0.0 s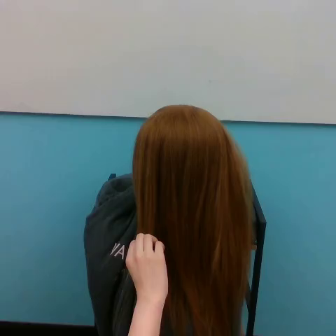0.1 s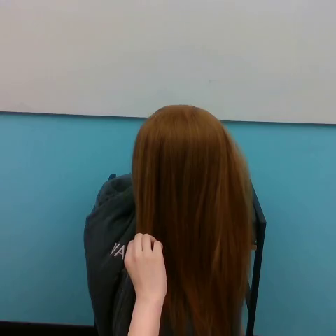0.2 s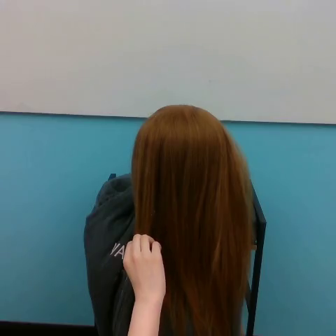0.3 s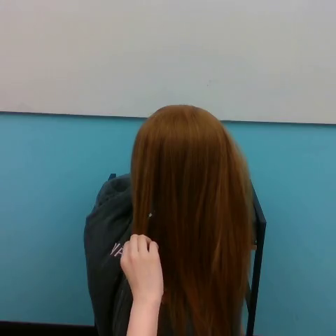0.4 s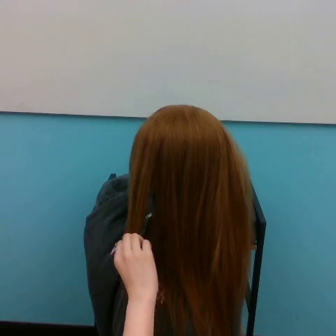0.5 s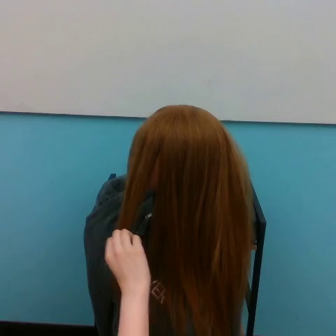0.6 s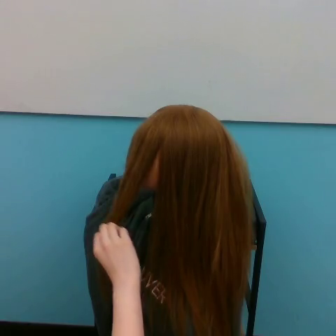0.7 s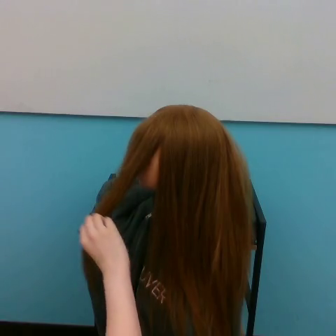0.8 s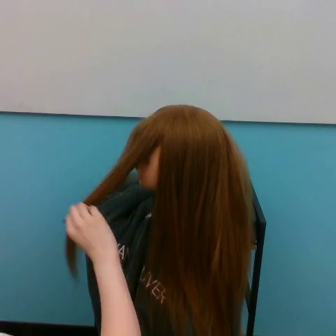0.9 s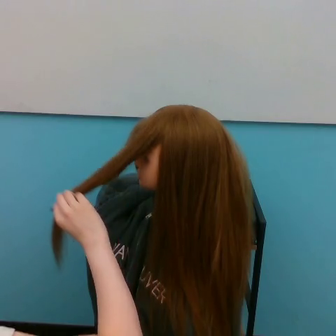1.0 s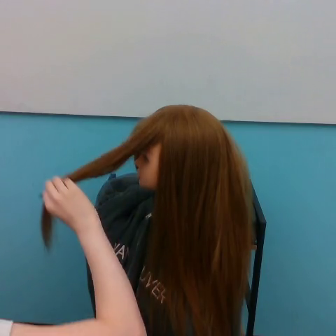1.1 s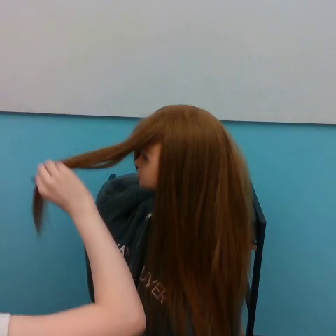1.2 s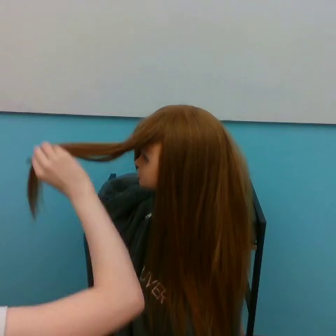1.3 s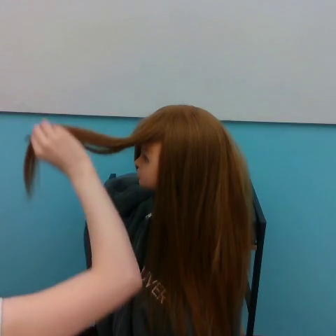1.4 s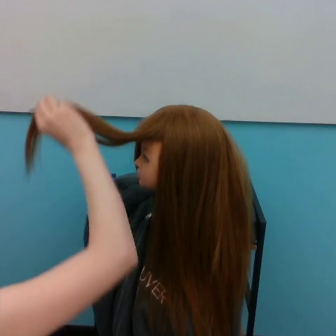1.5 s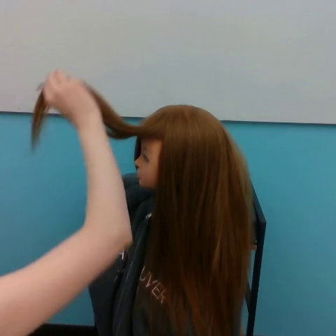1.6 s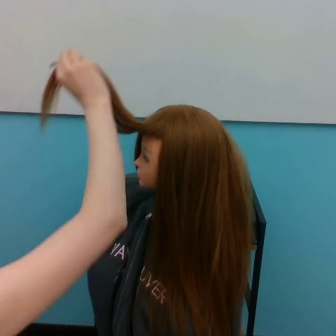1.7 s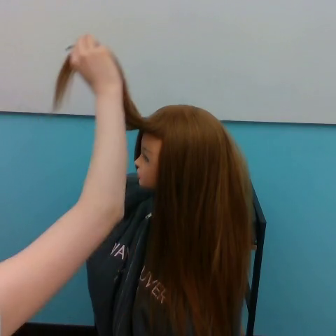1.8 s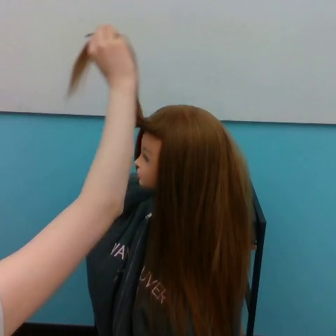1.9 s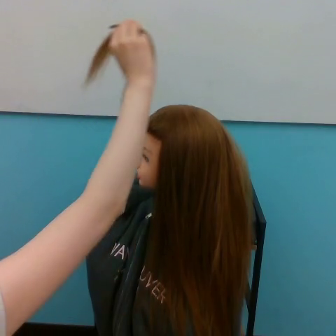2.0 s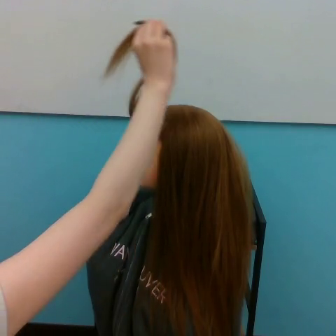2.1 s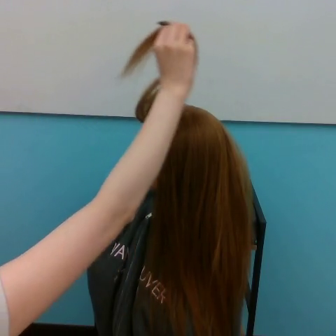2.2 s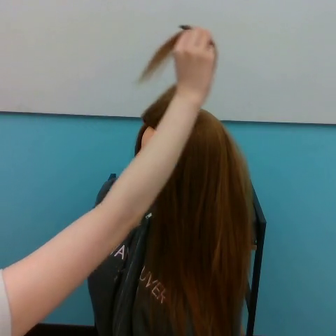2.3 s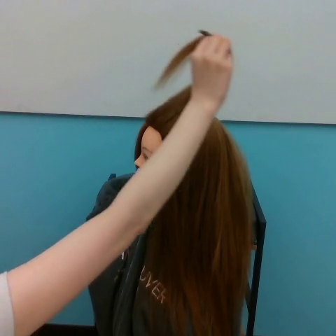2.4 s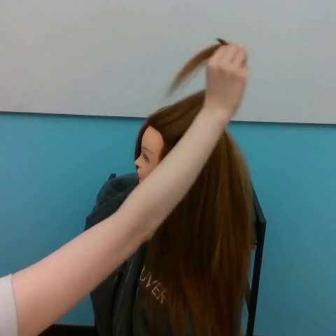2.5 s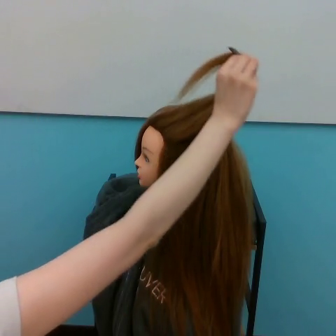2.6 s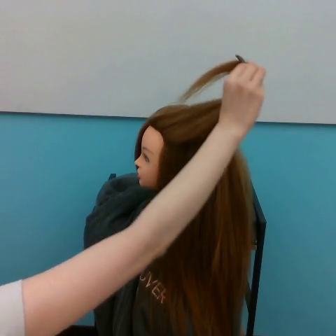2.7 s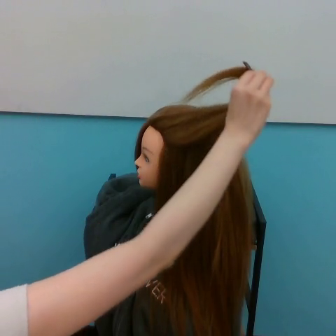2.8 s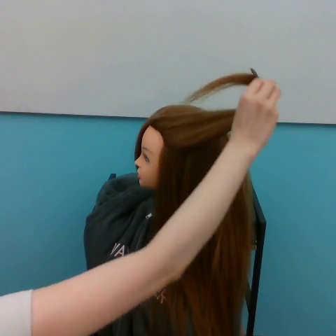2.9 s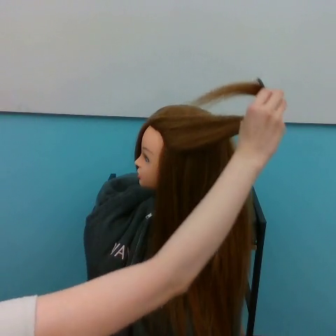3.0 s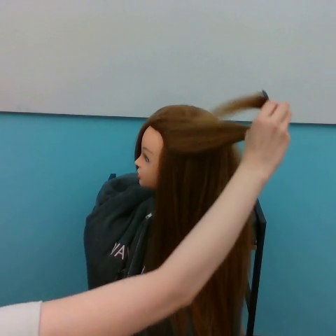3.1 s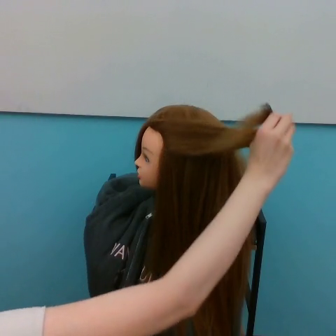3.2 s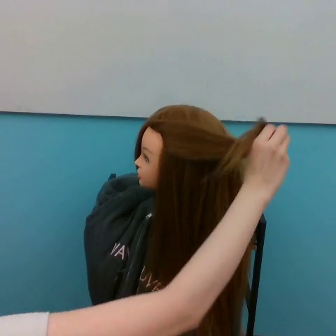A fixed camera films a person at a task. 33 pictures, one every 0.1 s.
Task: tidy side hair.
0.0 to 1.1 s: The hand goes to the left and upward.
1.1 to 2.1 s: The hand goes upward and to the right, on a clockwise arc.
2.1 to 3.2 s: The hand goes downward and to the right.
